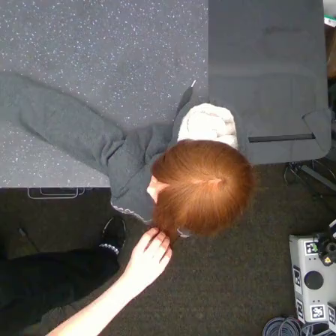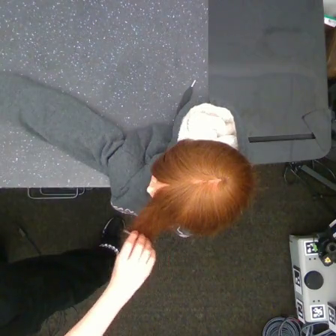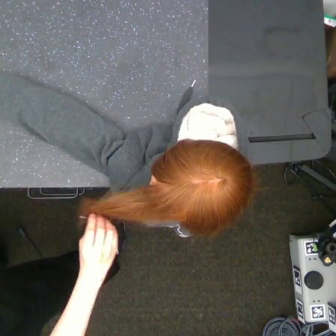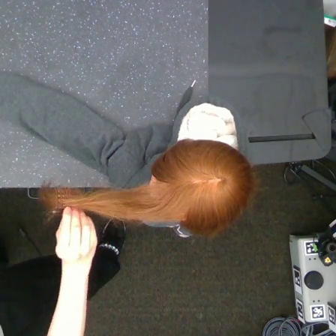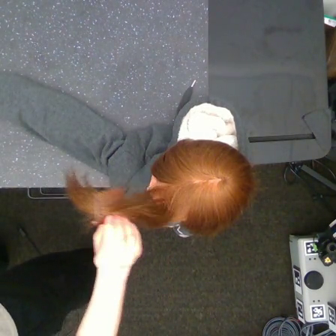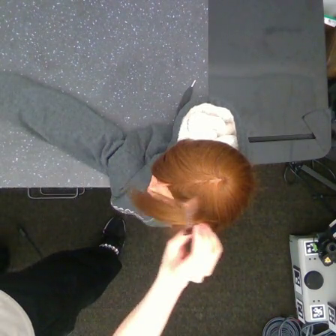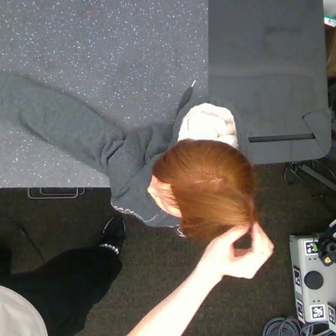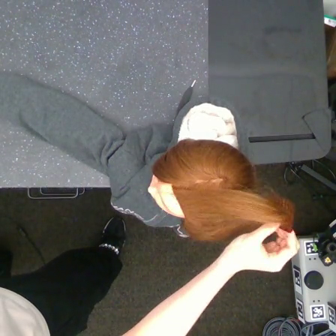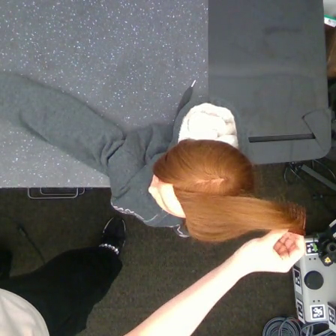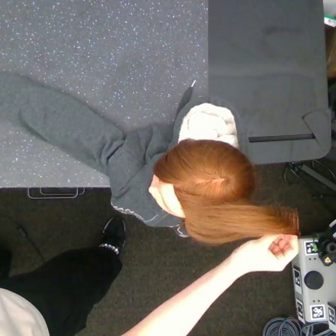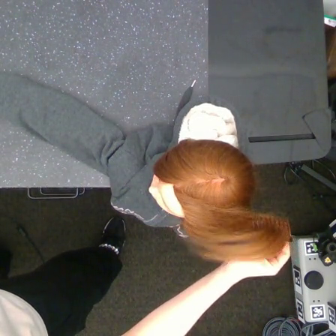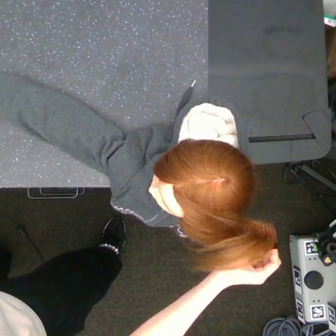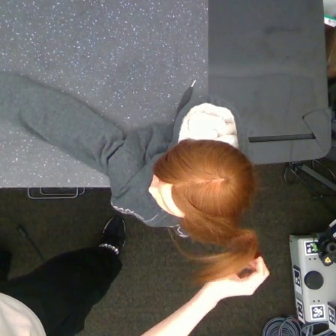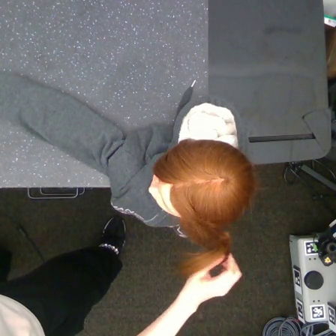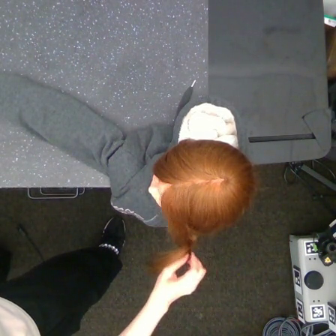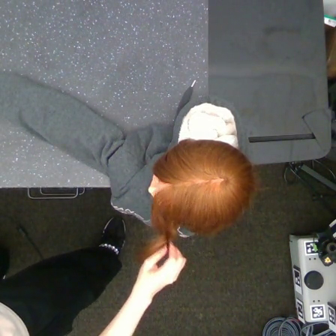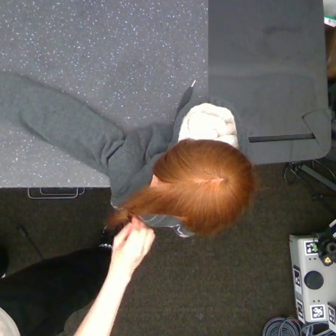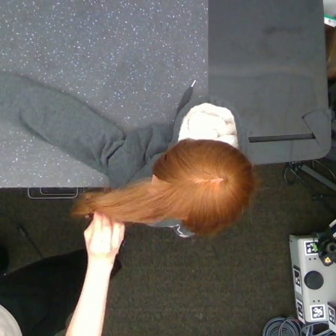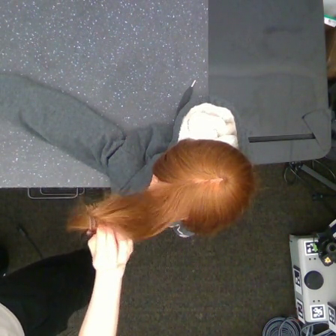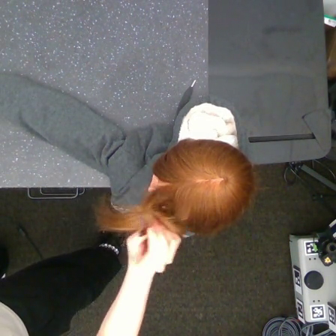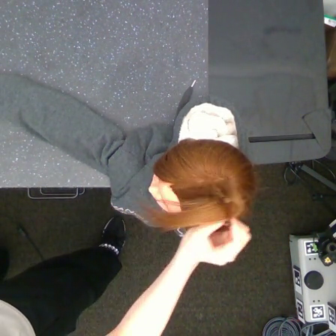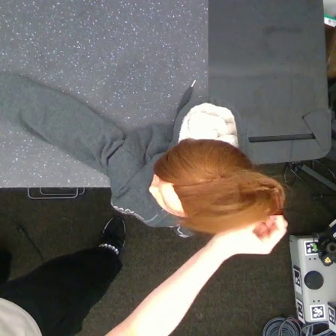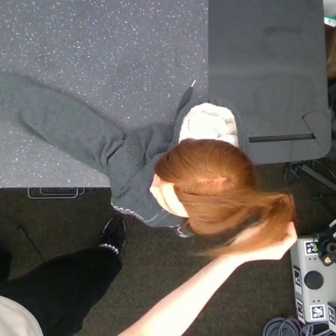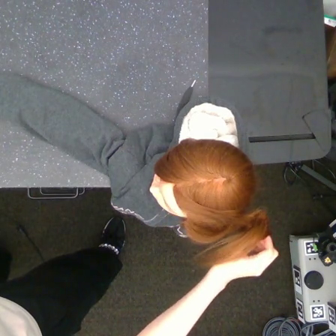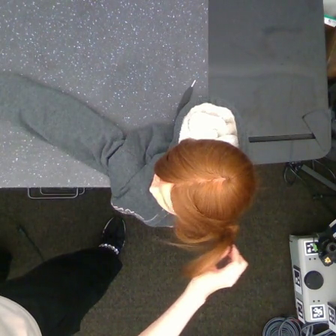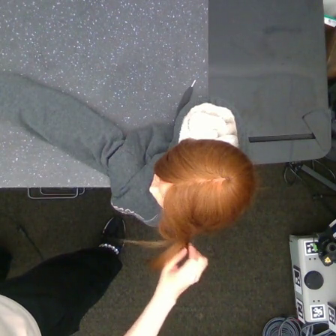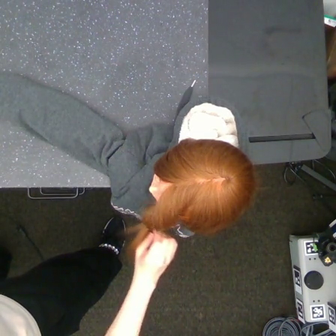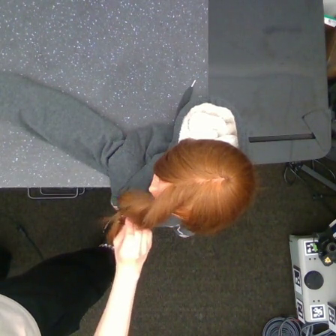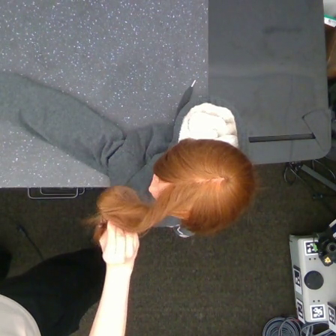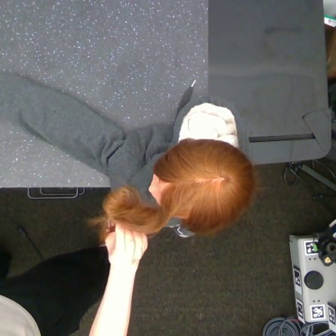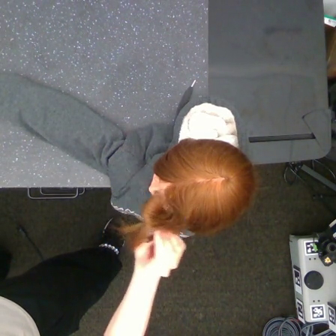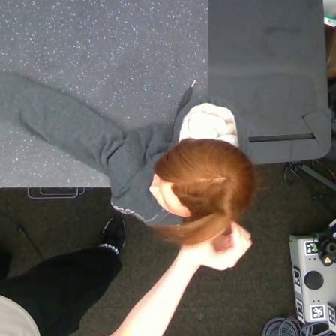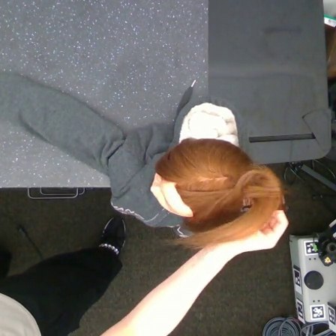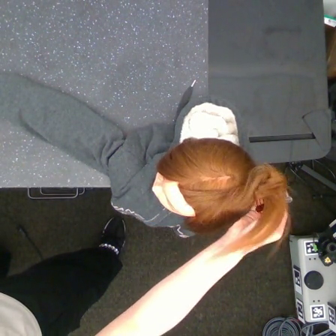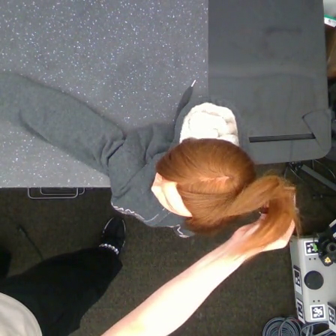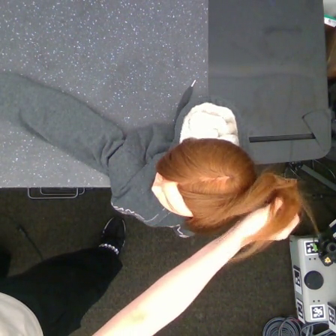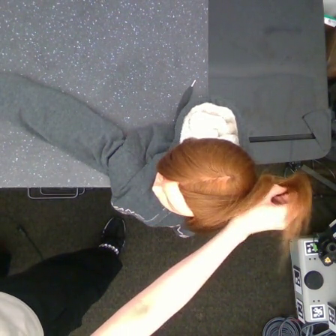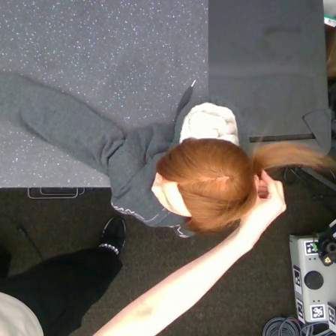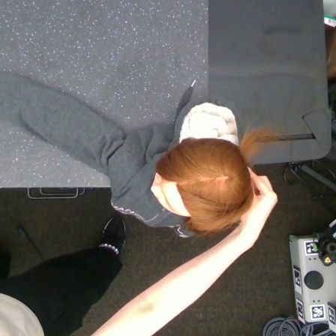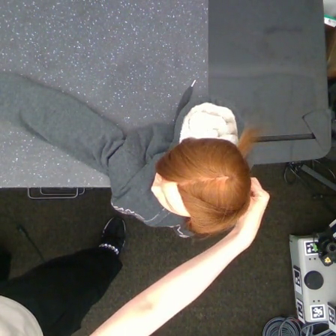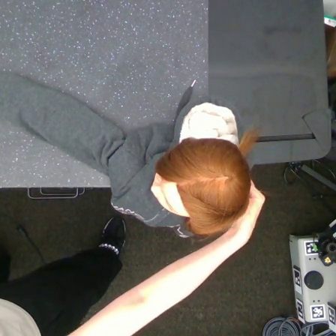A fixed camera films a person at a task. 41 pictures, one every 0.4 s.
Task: tidy side hair.
Motion: move to the left and move to the right, repeating this sequence 3 times, then move upward and to the left.
0.0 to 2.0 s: The hand goes to the left, then to the right.
2.0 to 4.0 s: The hand goes to the right.
4.0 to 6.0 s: The hand goes to the left.
6.0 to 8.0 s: The hand goes to the left, then to the right.
8.0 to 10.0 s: The hand goes to the right, then to the left.
10.0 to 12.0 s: The hand goes to the left, then to the right.
12.0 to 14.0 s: The hand goes to the right.
14.0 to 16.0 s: The hand goes to the left and upward.
